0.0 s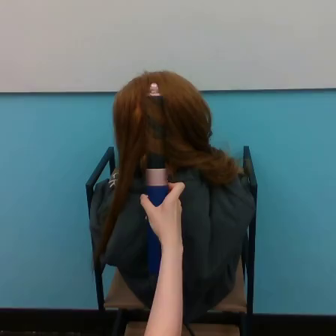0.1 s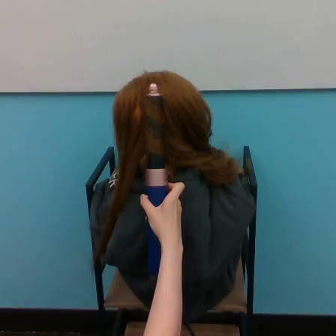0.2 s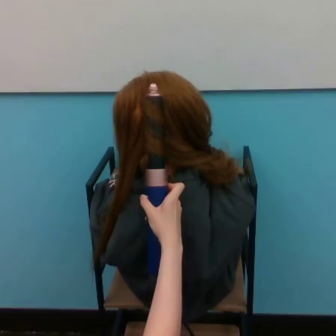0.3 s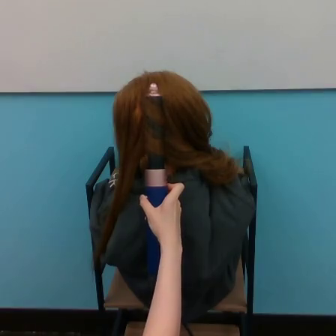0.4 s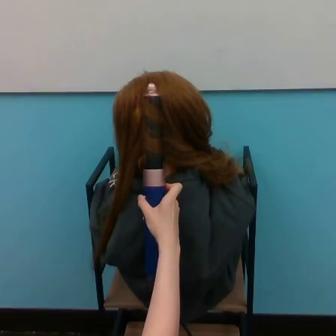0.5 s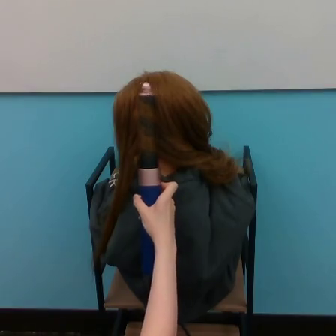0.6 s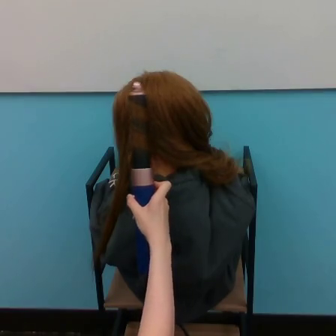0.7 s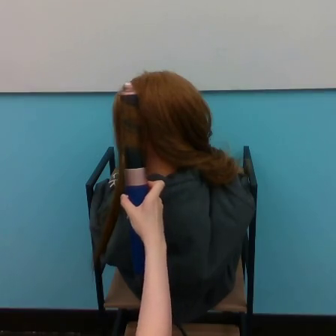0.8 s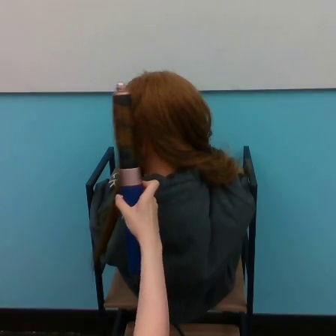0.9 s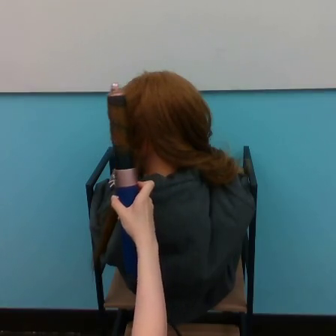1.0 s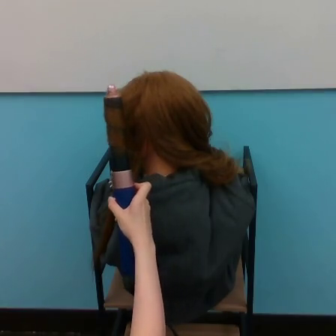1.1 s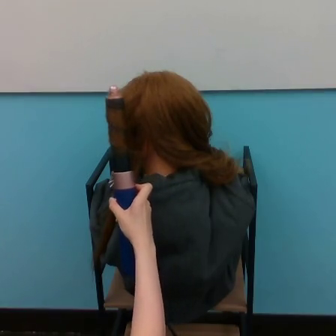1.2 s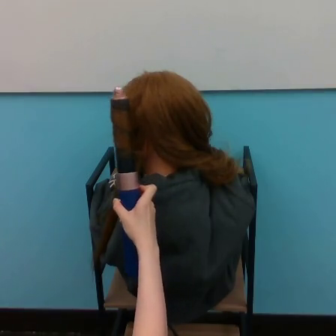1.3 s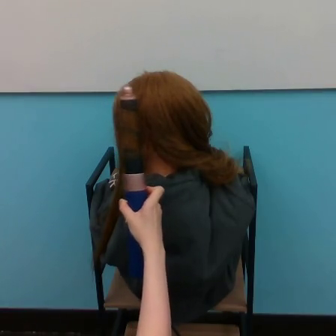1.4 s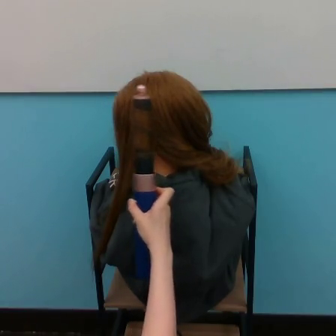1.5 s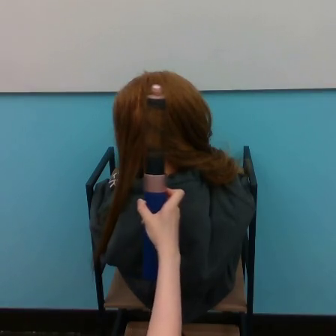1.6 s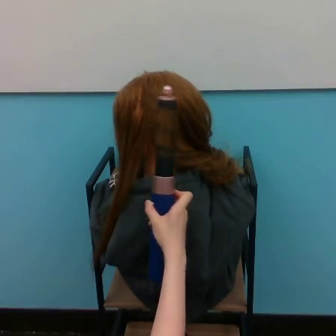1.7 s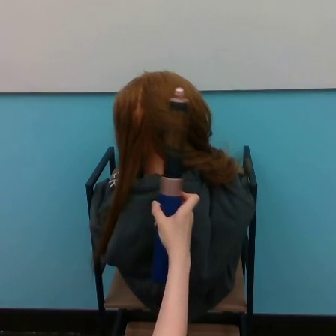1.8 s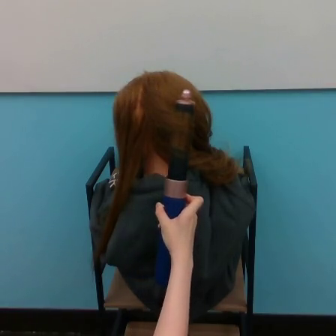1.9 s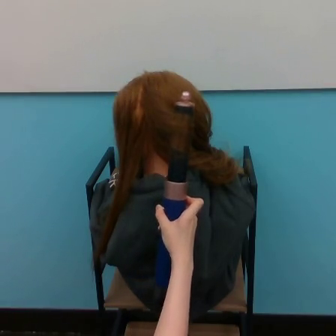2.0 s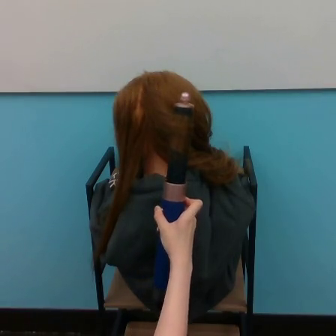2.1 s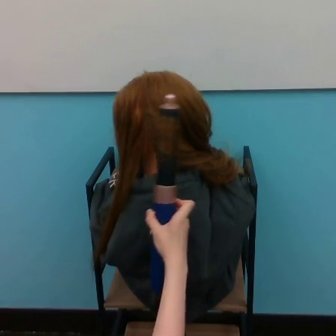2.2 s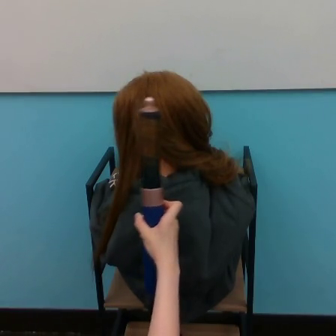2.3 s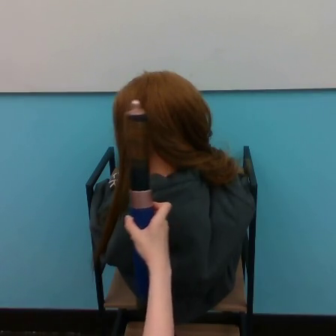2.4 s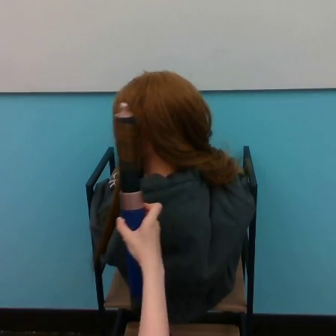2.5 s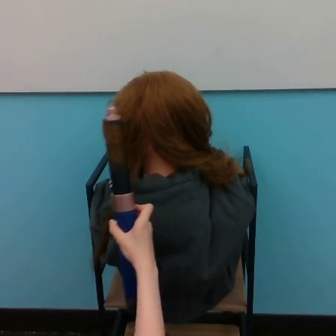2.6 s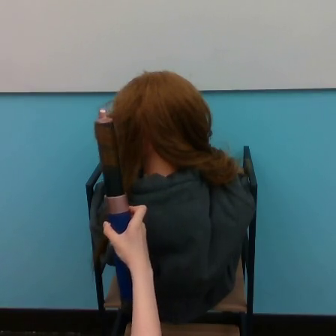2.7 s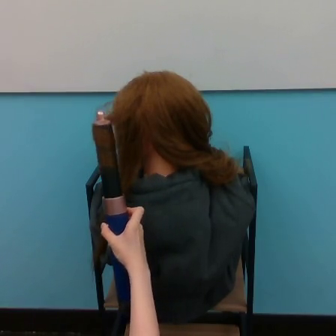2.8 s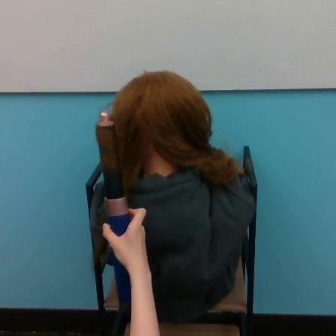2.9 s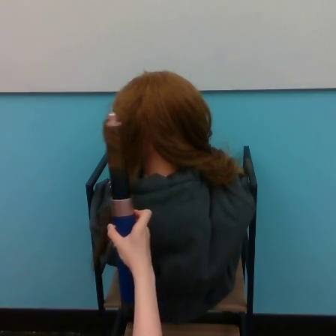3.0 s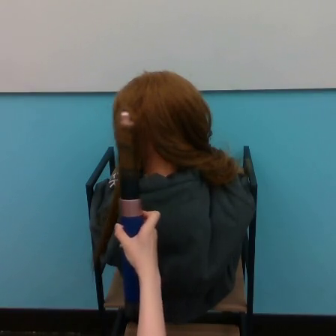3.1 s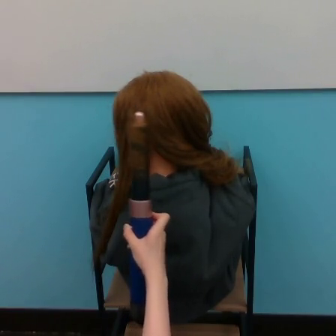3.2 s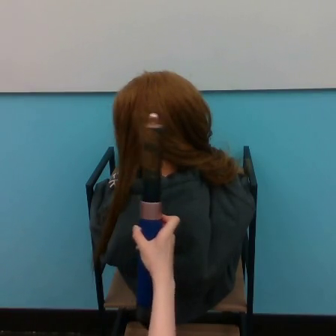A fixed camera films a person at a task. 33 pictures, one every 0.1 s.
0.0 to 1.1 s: The hand goes to the left.
1.1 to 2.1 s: The hand goes to the right, on a clockwise arc.
2.1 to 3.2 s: The hand goes to the left, then to the right.
Task: curl hair.
